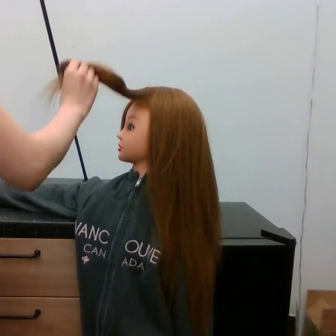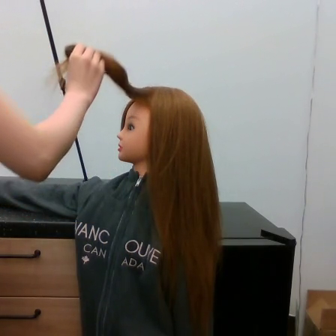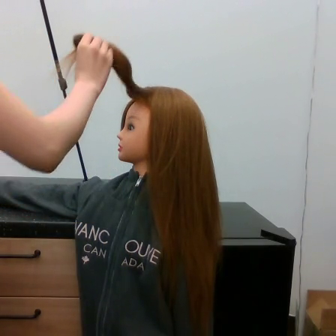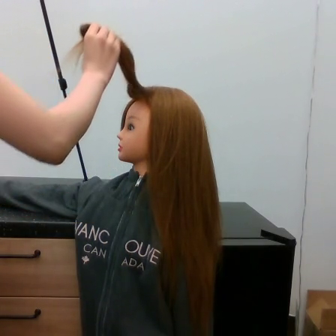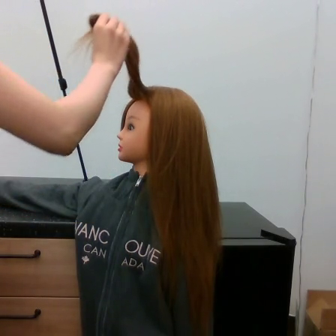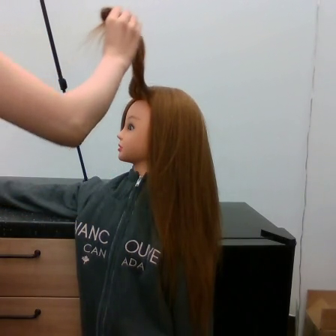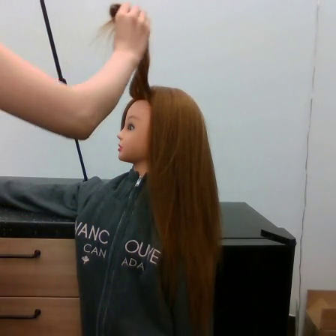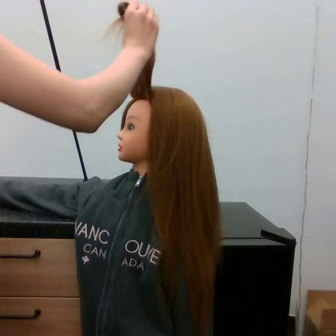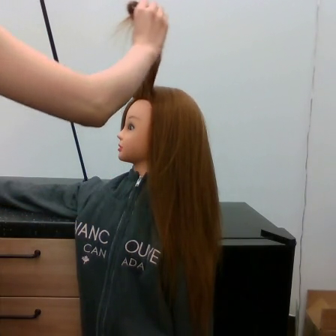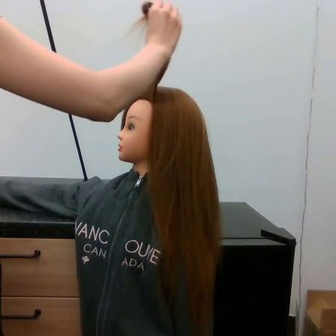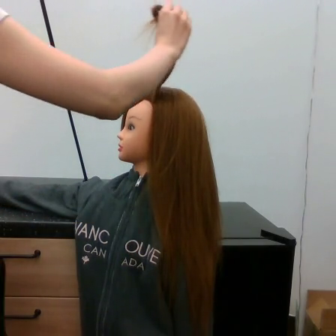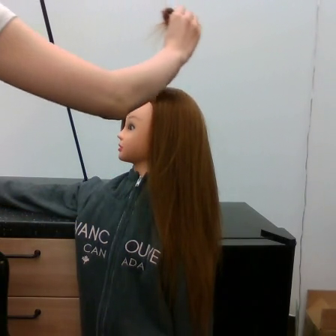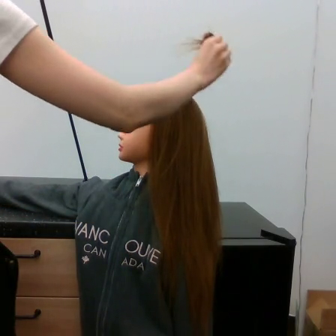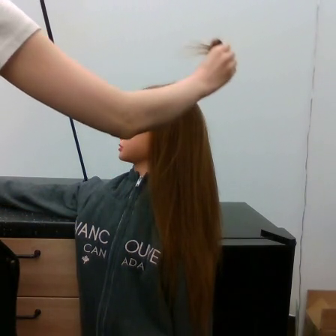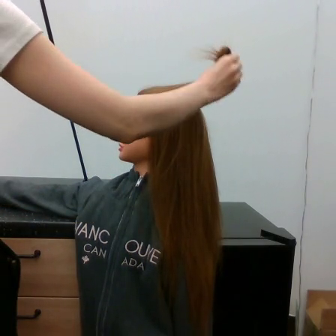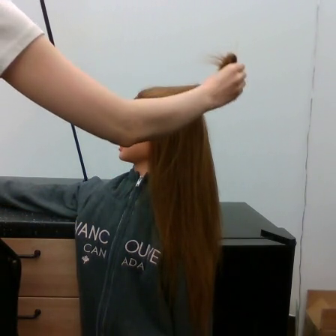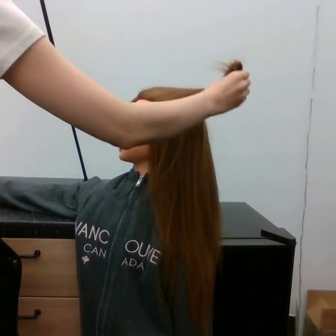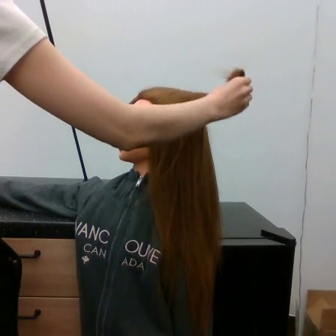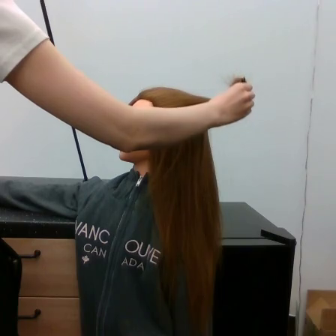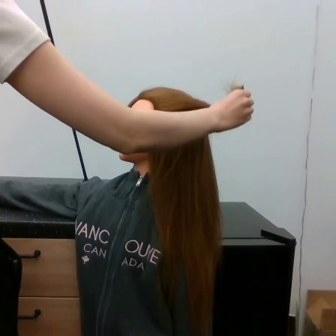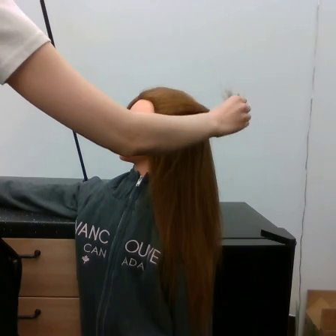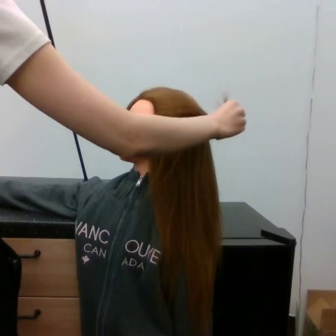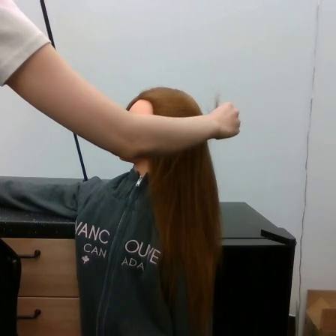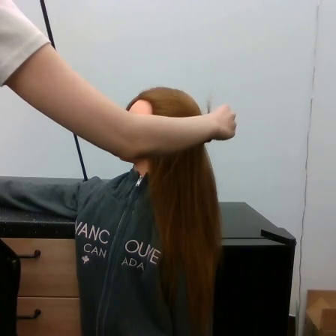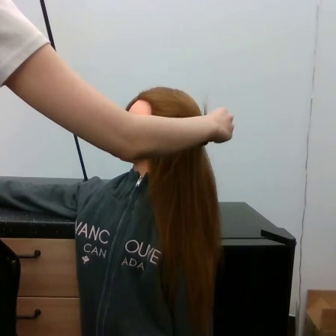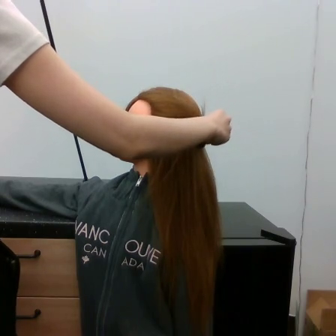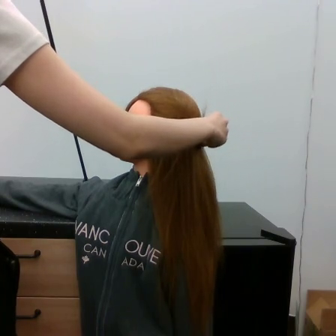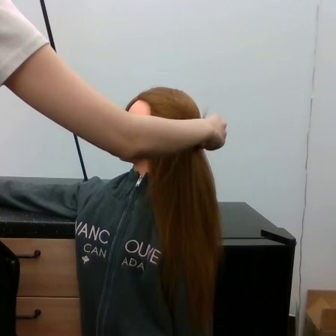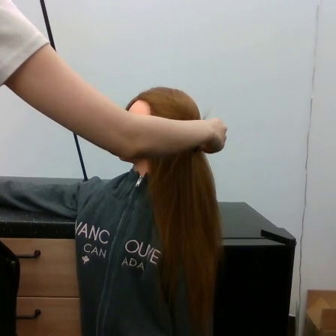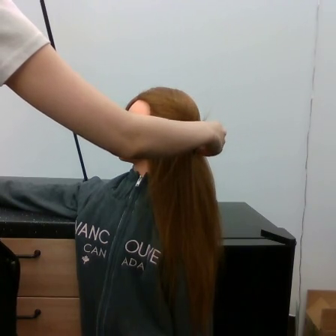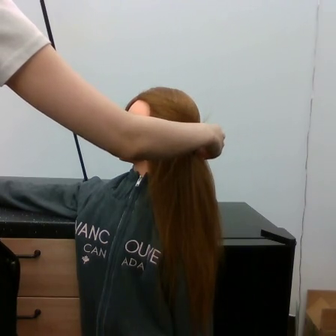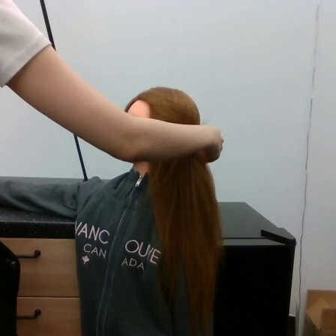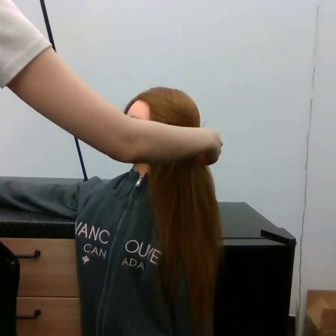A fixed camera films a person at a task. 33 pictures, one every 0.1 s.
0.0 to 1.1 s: The hand goes to the right and upward.
1.1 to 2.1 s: The hand goes downward and to the right.
2.1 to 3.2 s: The hand goes downward and to the left.
Task: tidy side hair.
